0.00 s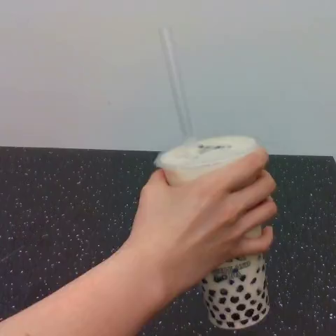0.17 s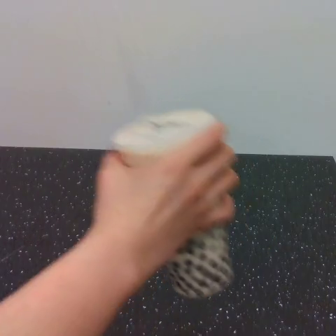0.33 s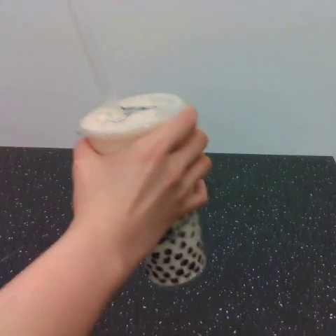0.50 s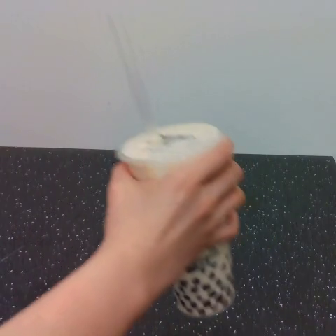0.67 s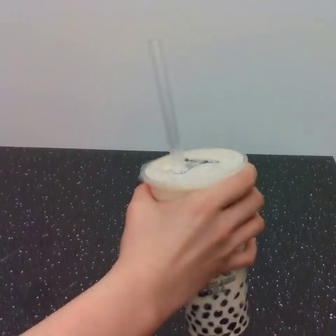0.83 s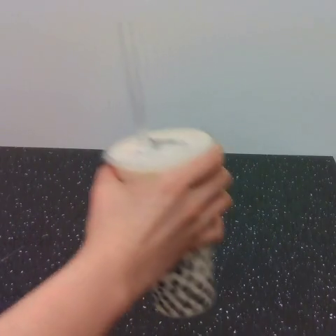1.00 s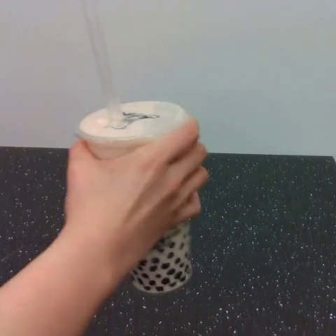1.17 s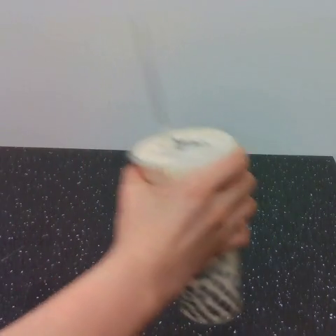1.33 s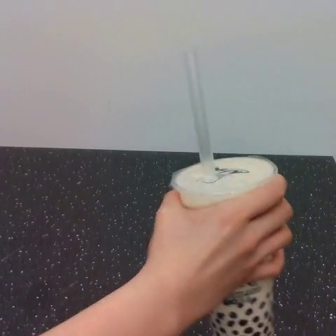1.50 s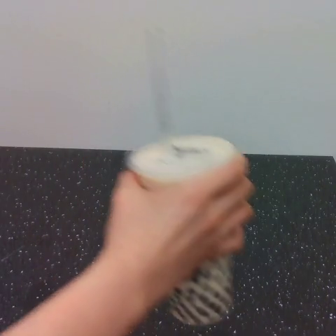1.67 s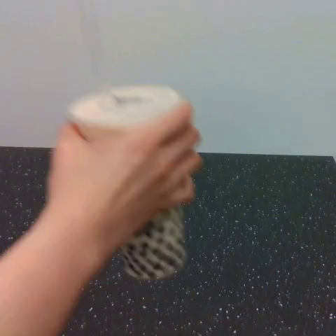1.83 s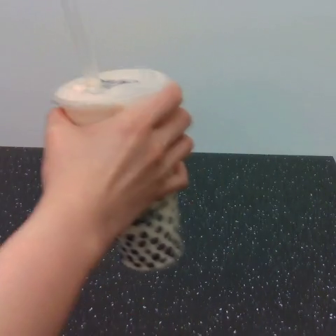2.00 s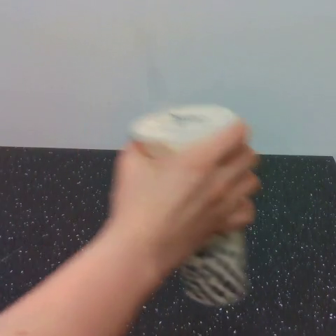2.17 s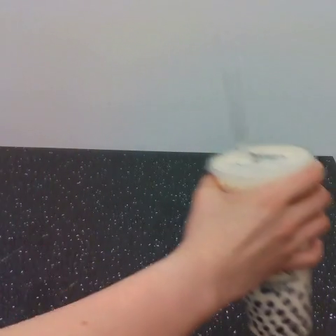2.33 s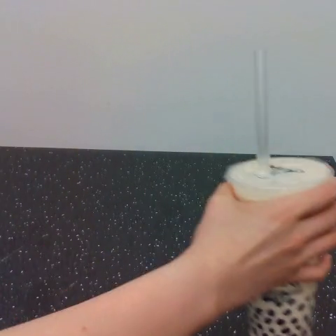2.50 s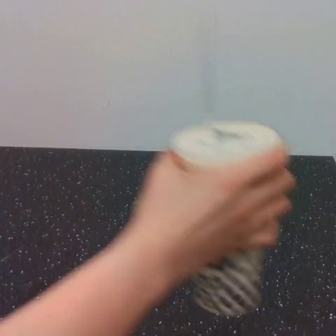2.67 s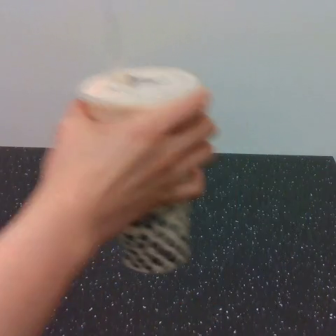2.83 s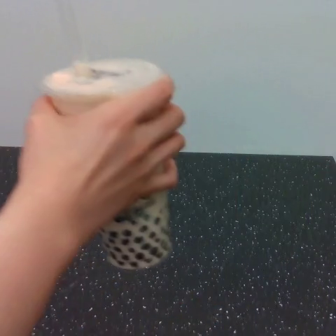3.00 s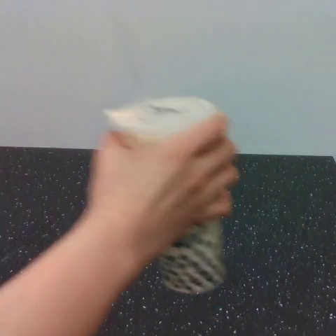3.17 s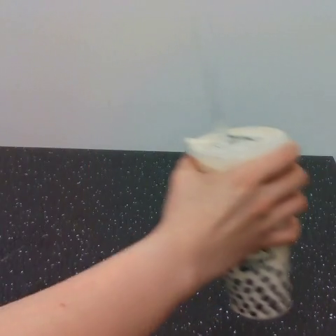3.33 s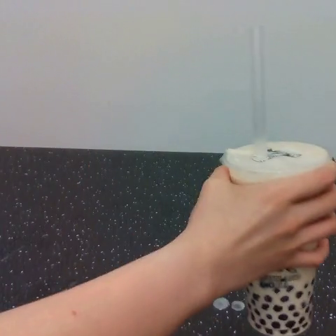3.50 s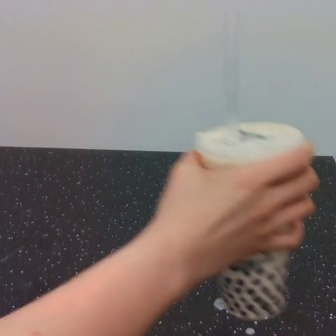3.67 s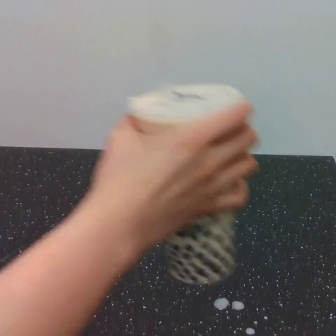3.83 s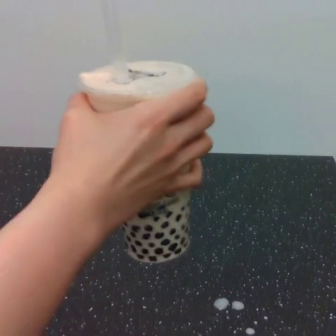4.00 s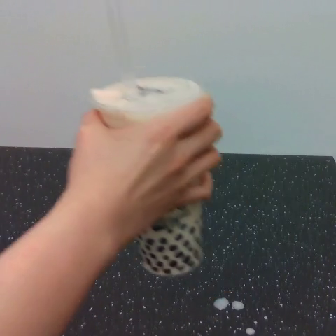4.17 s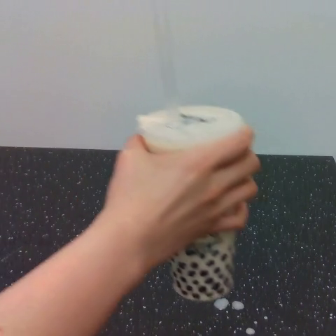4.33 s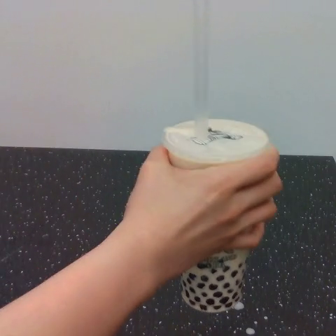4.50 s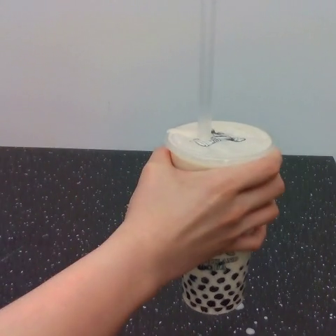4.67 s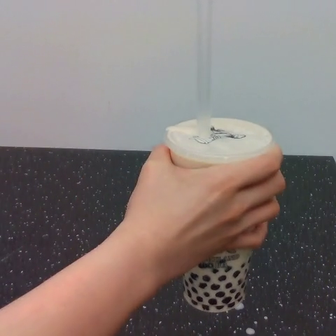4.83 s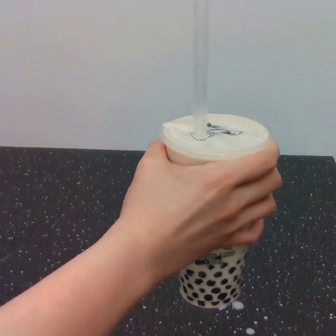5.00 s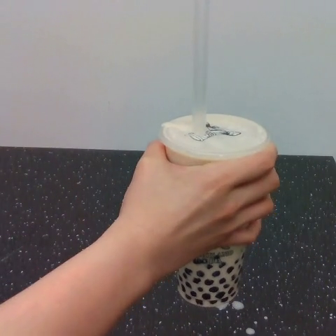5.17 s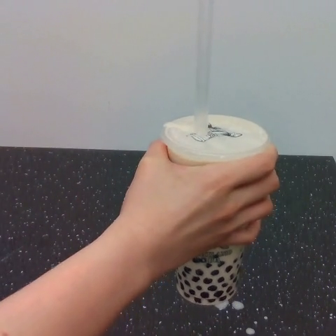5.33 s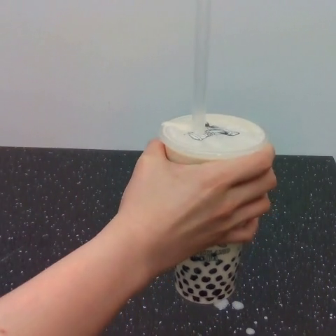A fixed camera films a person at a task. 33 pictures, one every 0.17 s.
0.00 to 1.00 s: The hand goes to the left and upward.
1.00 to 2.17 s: The hand goes to the right.
2.17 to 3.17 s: The hand goes to the left and upward, then to the right and downward.
3.17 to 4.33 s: The hand goes to the left and upward, then to the right and downward.
4.33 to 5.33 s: The hand moves only a little.
Task: shake the boba.
Motion: make diagonal oscillations 5 times.
